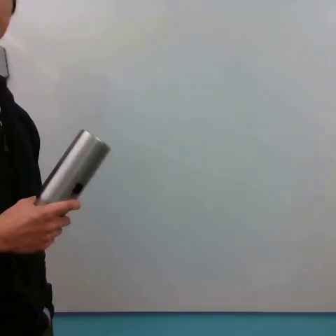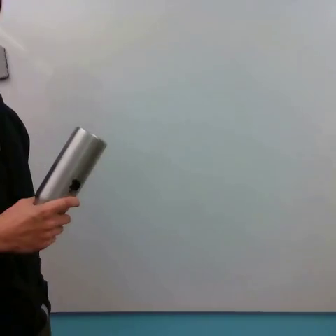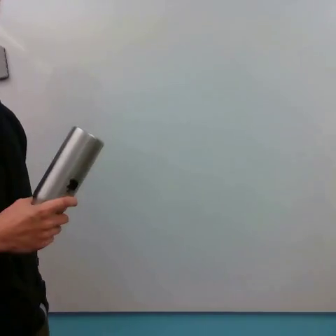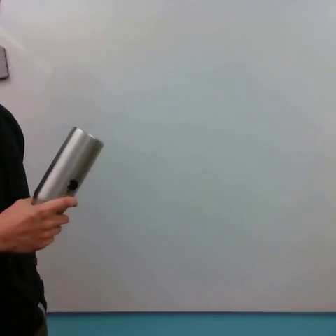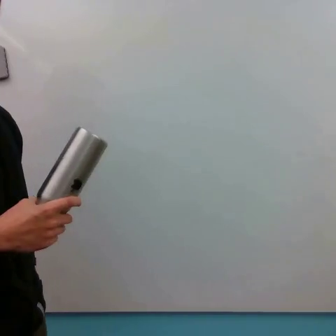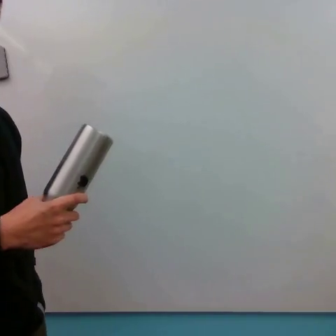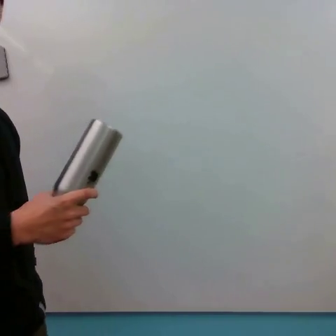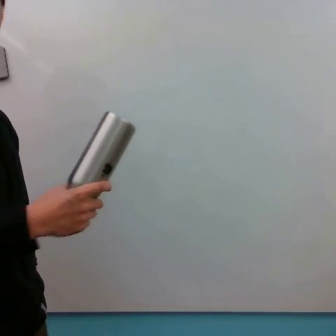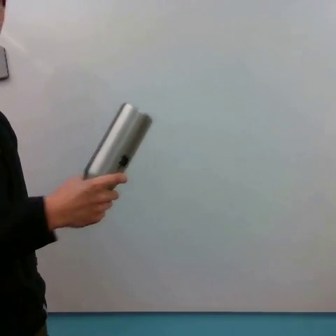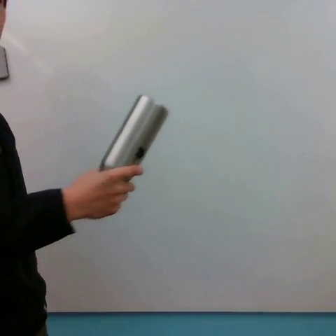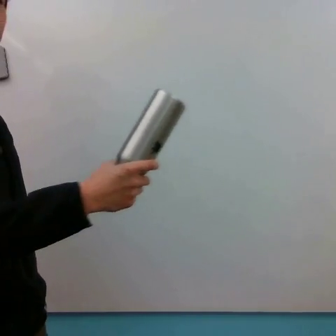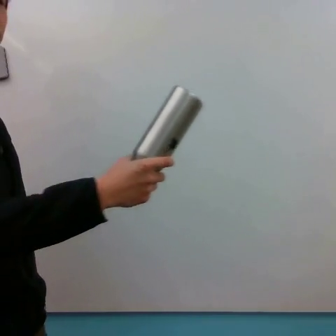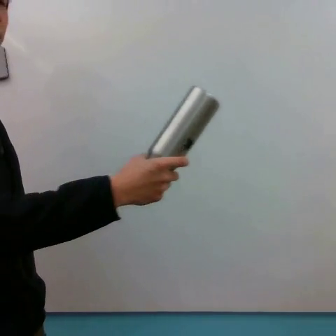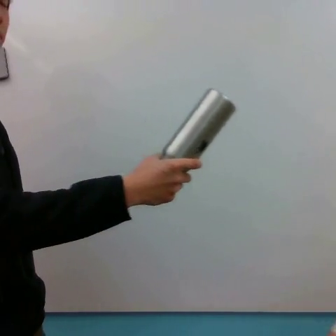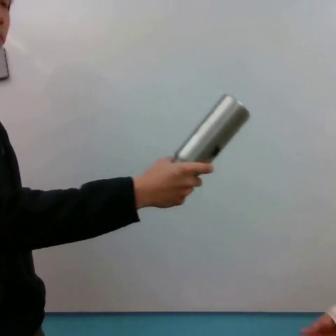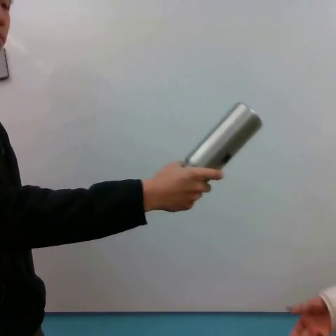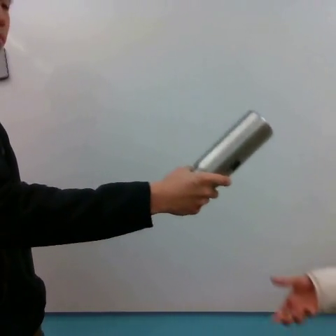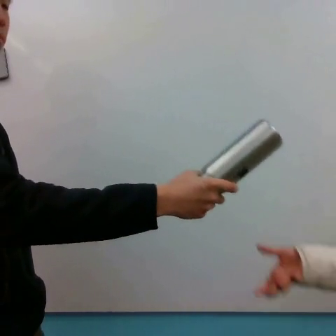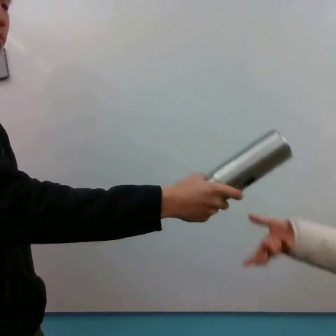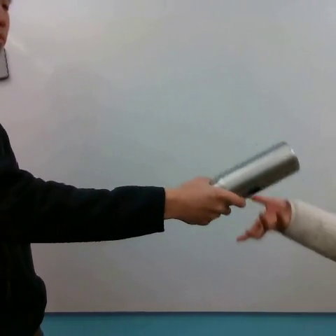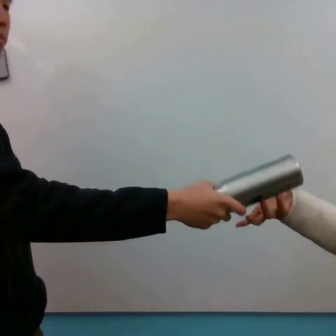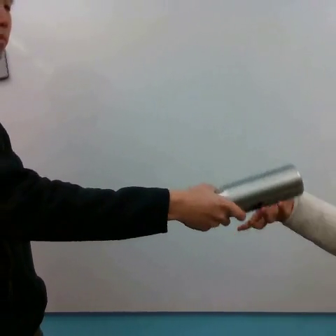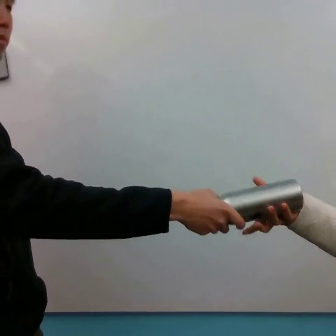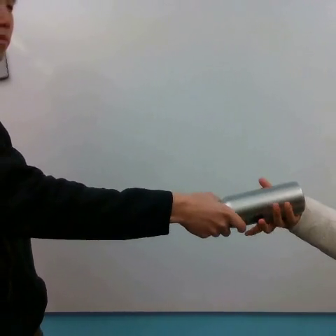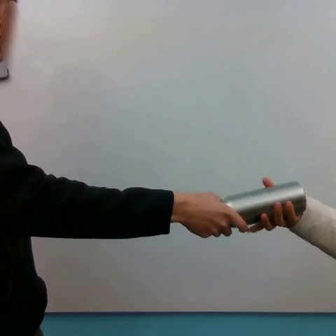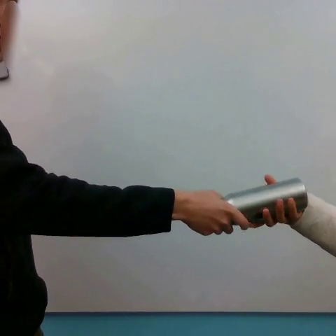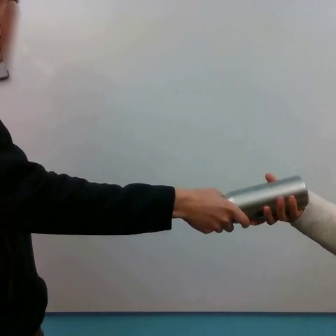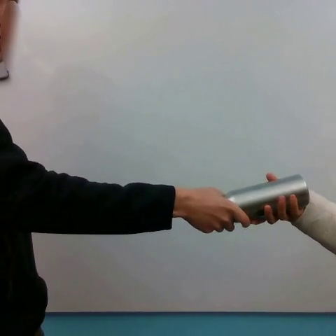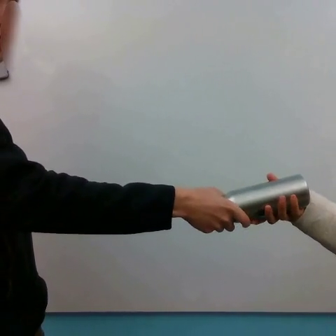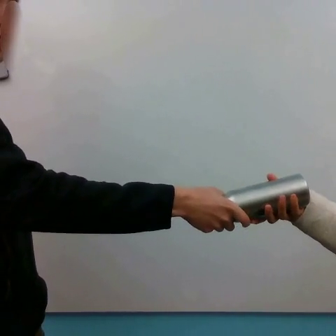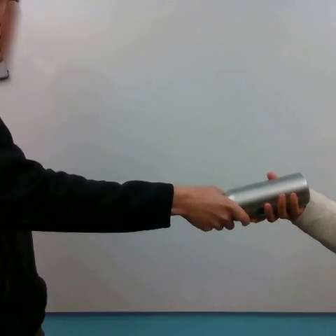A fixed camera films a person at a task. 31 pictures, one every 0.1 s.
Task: handover bottle.
Motion: move to the right following a concave curve.
0.0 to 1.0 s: The hand goes to the right and upward.
1.0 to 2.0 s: The hand goes to the right, on a clockwise arc.
2.0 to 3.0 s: The hand moves only a little.
